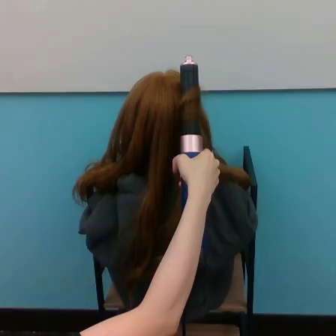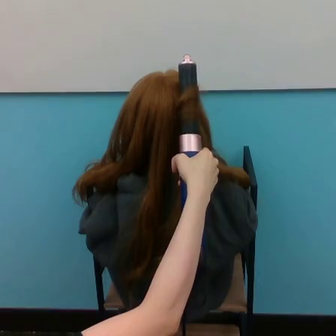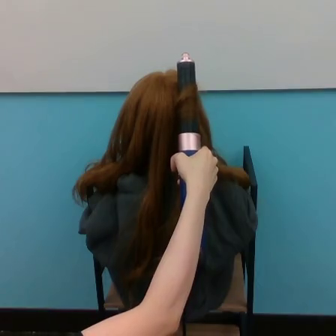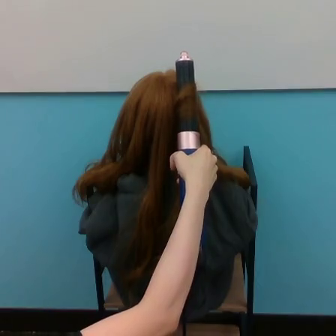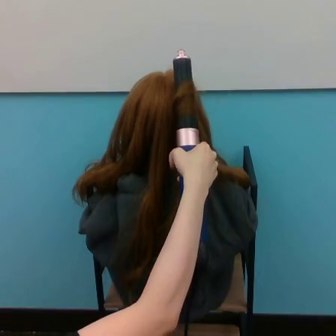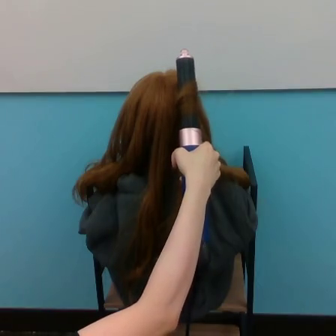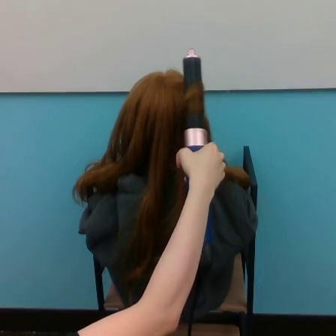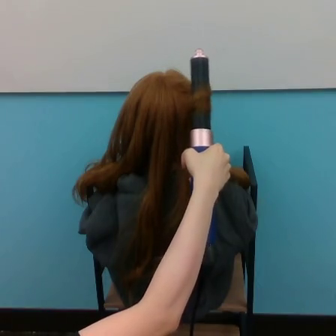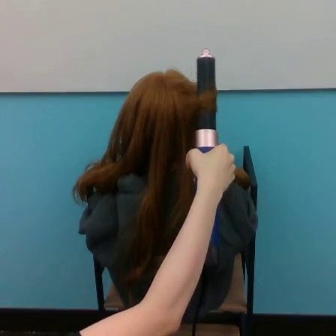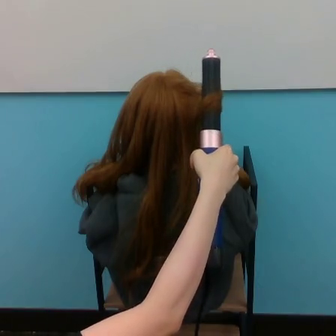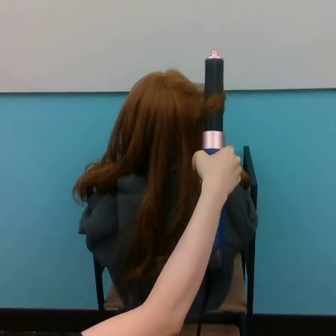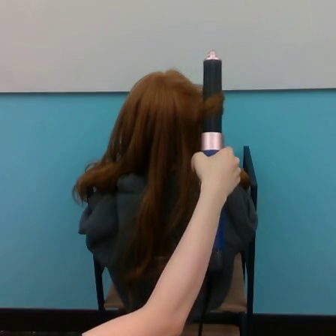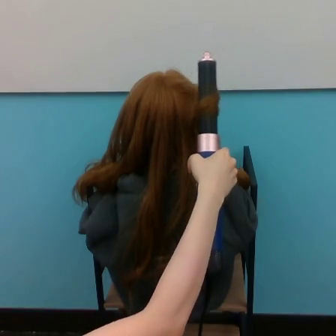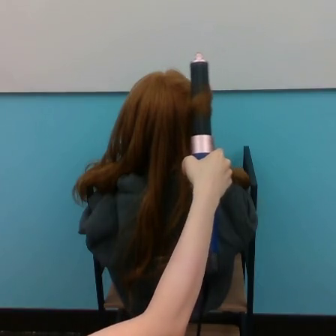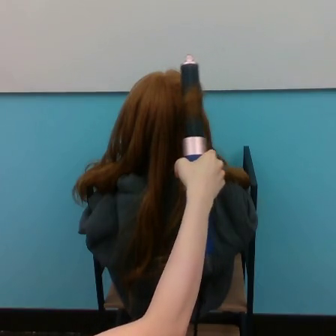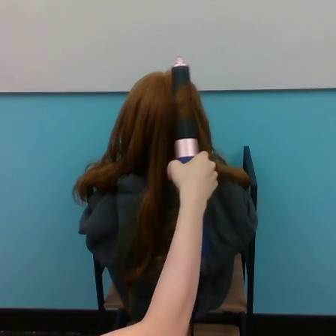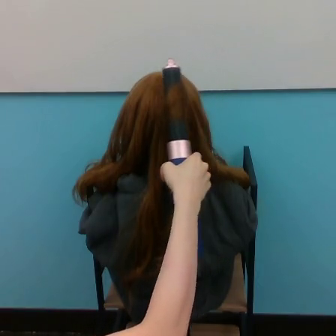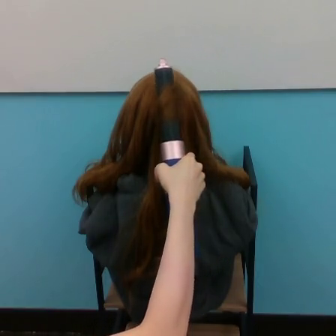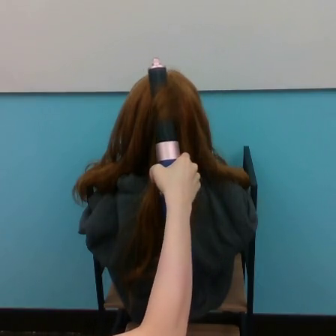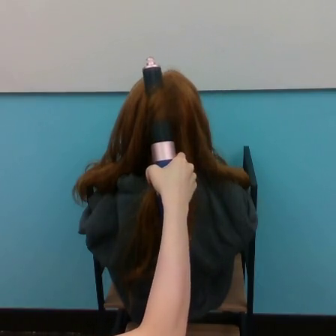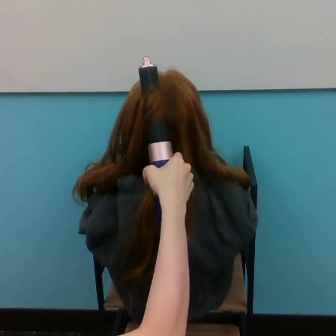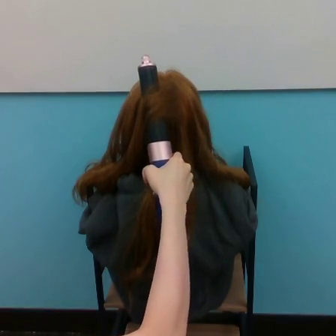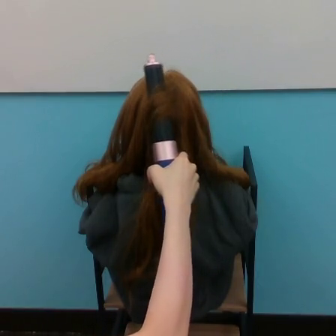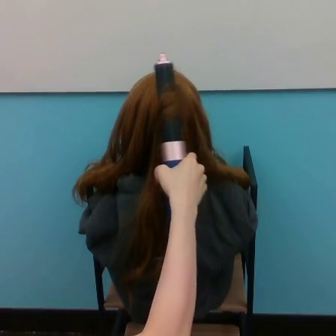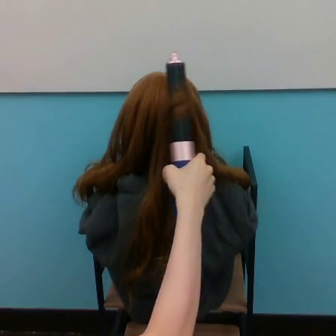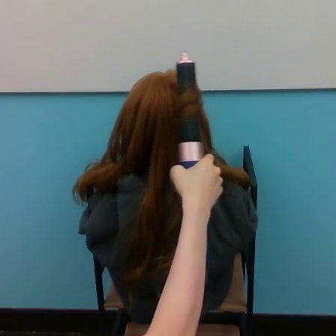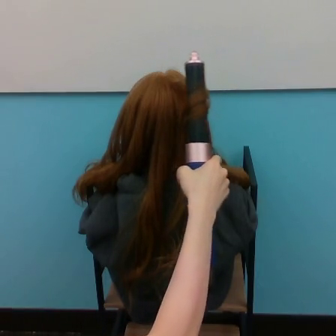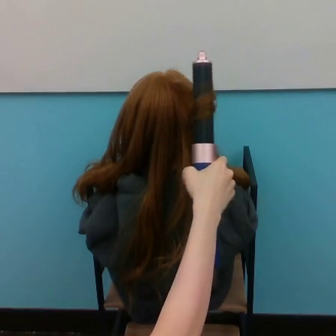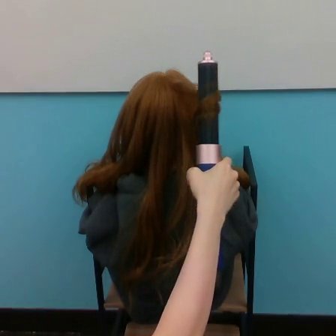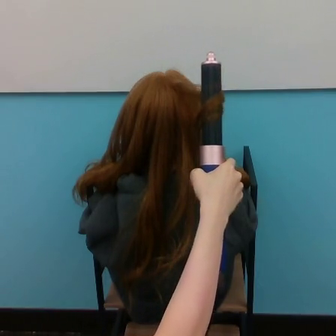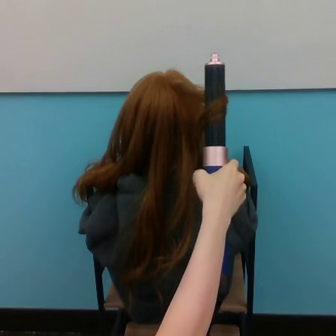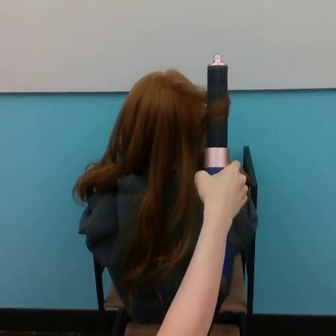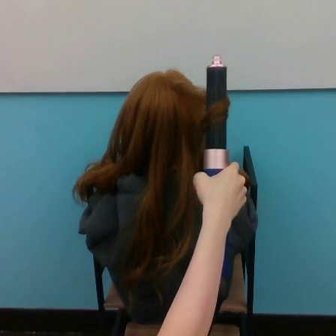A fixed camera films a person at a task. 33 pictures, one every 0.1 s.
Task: curl hair.
0.0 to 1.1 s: The hand goes to the right, on a clockwise arc.
1.1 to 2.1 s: The hand goes to the left.
2.1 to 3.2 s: The hand goes to the right.
